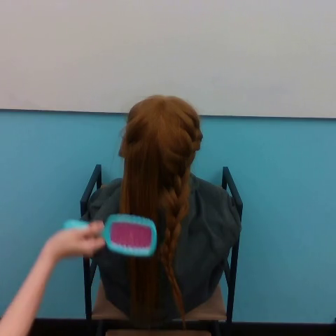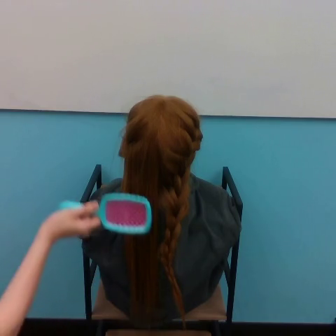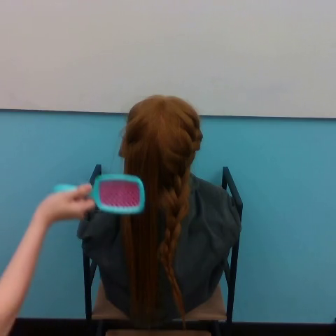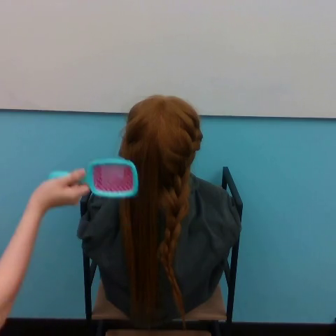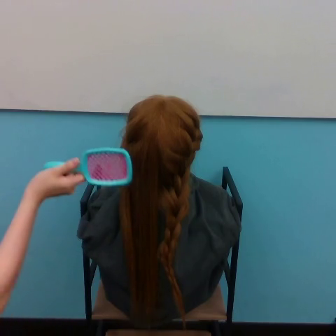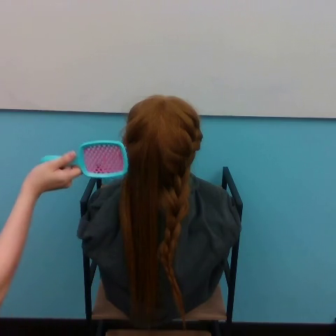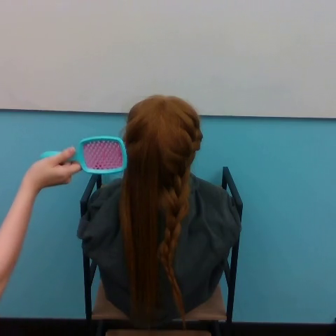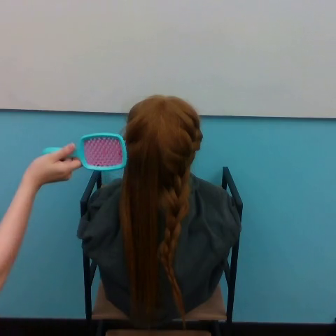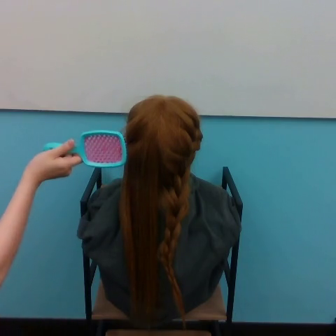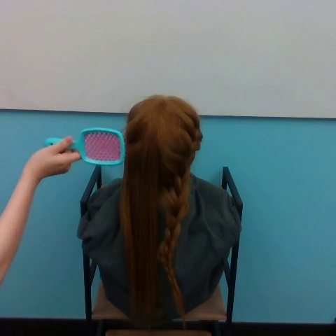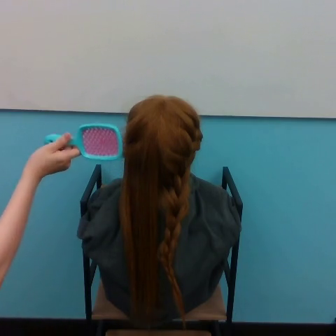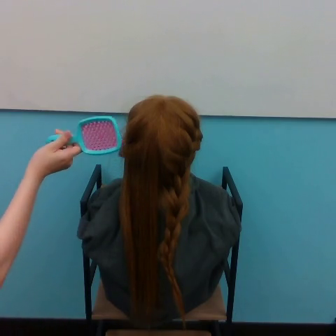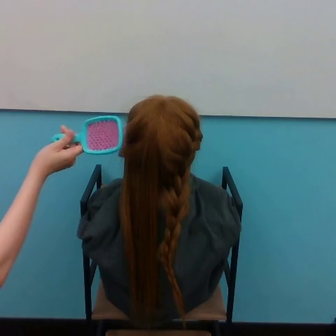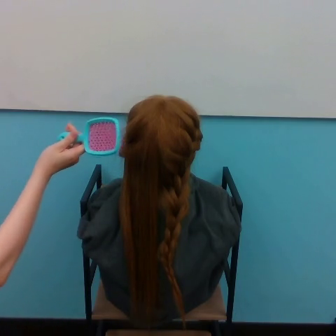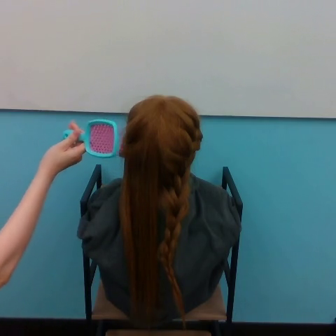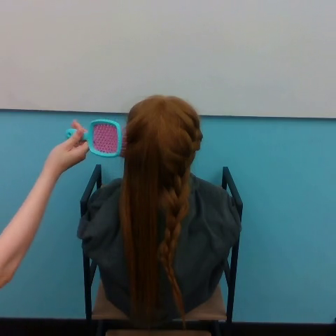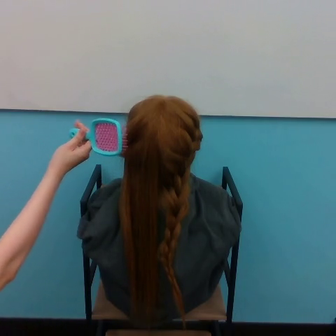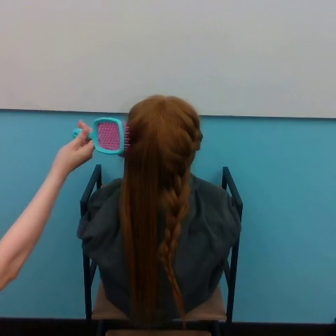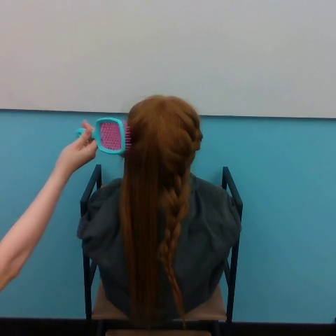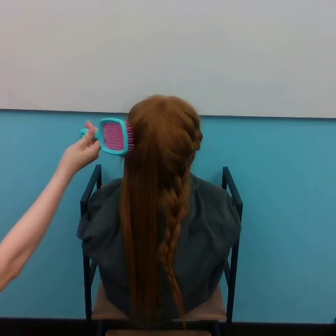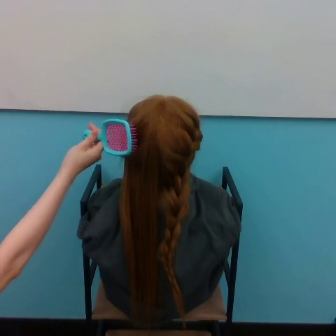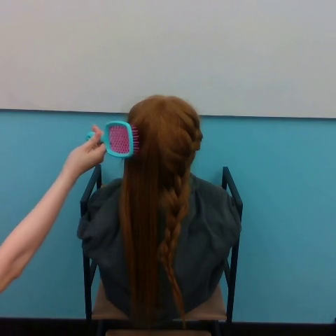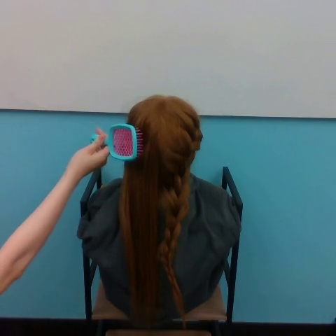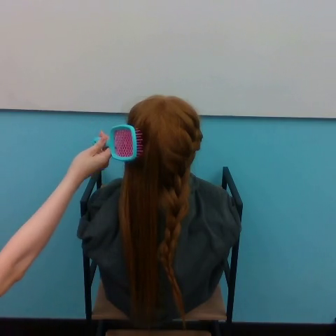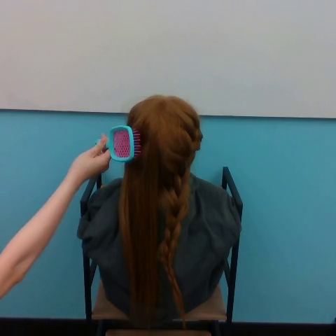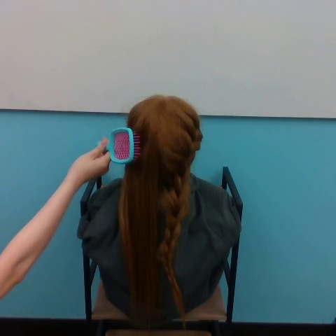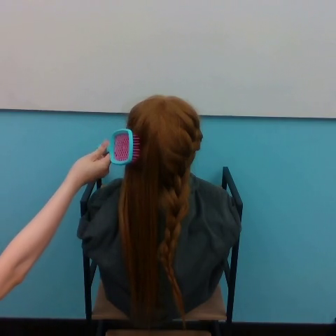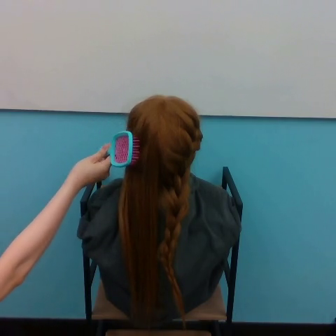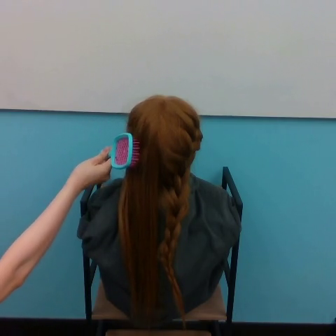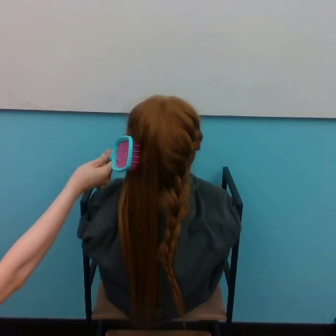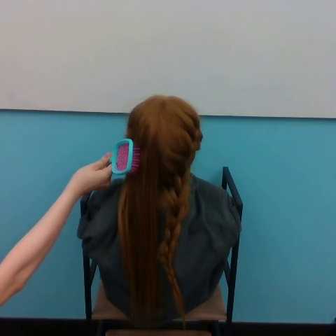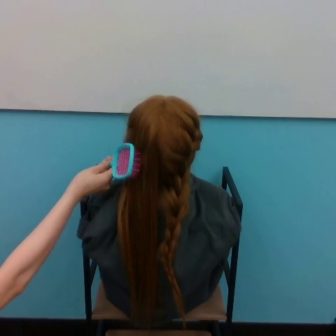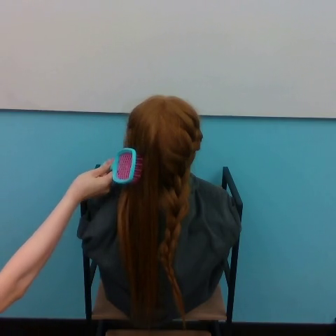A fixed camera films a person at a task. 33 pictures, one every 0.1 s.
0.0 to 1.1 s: The hand goes upward.
1.1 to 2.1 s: The hand goes to the right.
2.1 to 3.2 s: The hand goes downward.
Task: brush hair.
